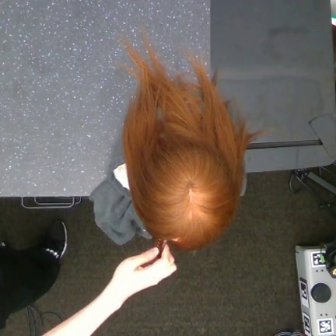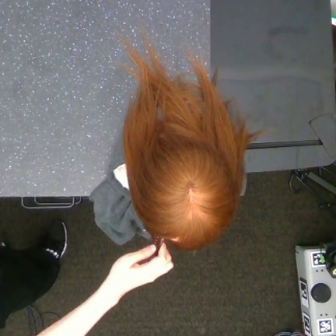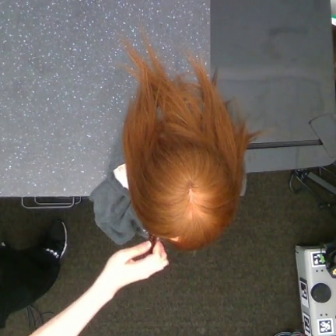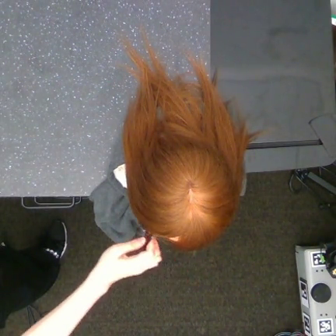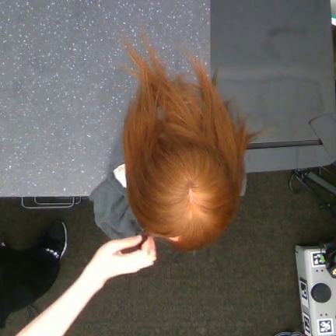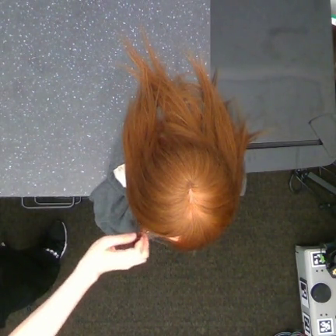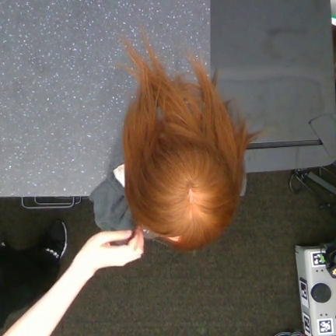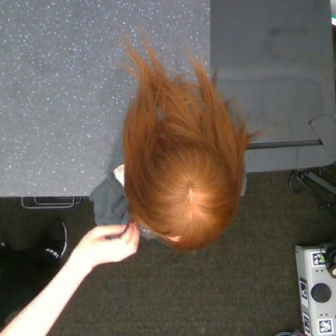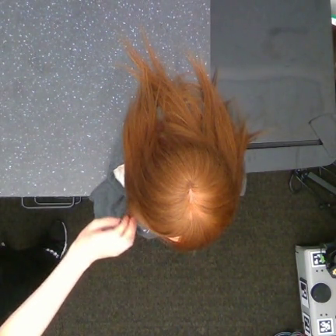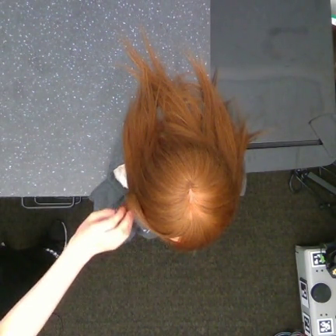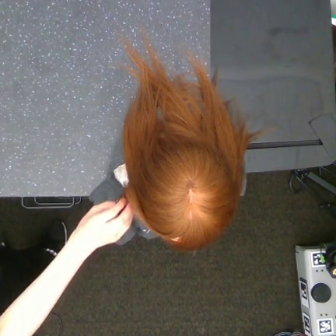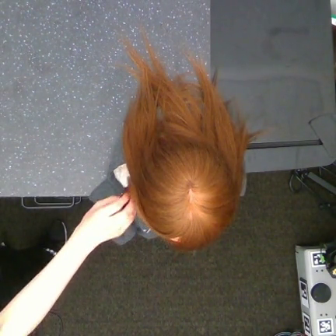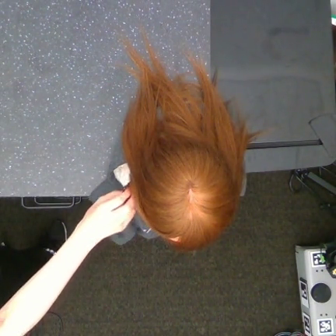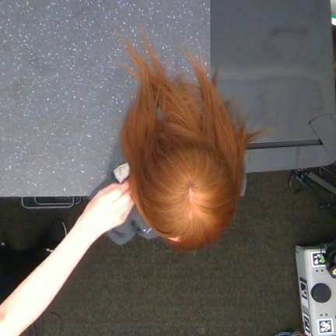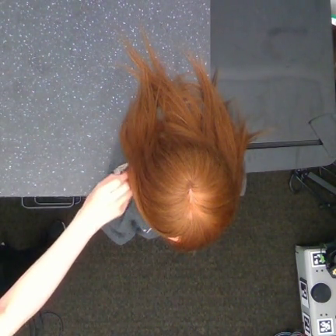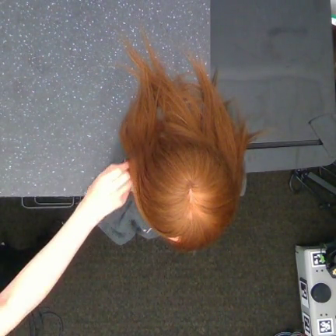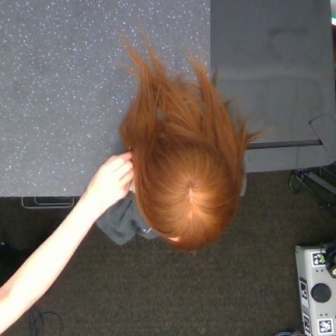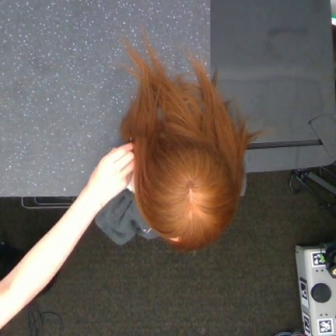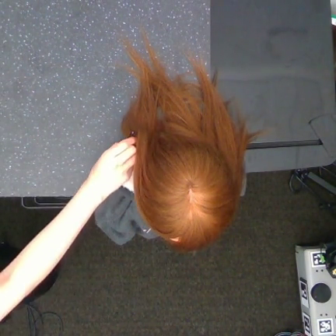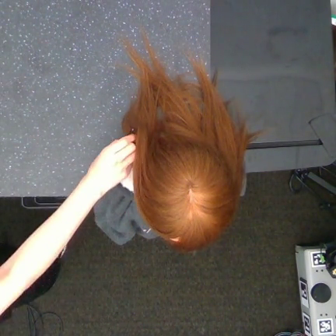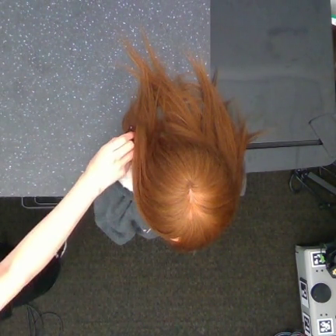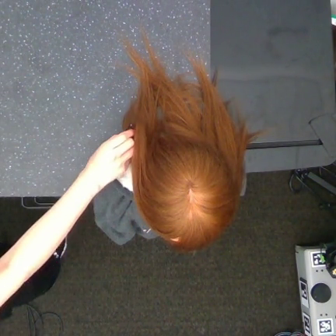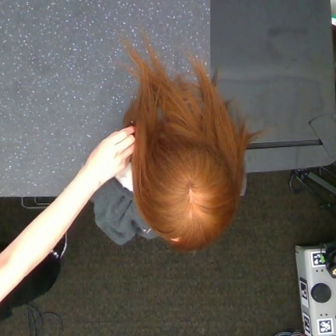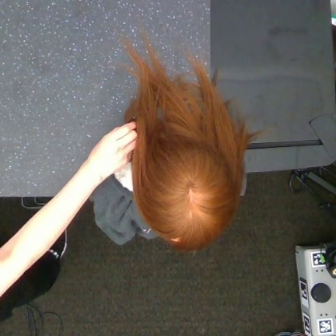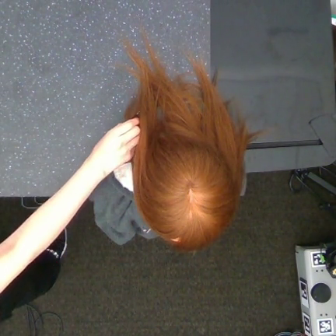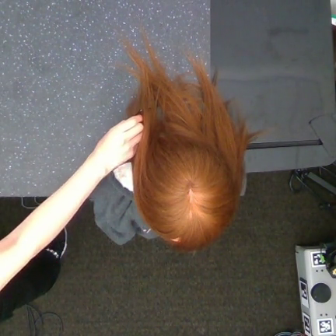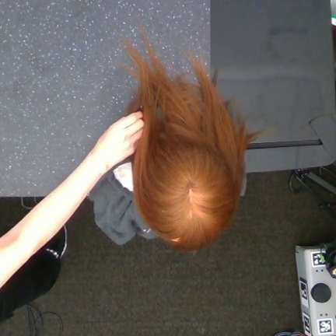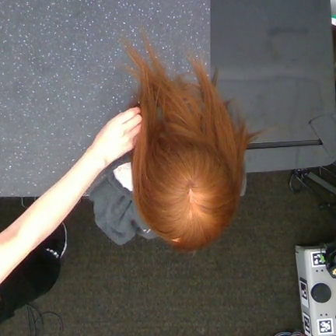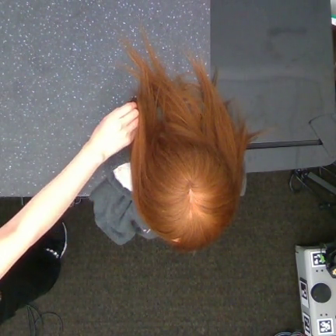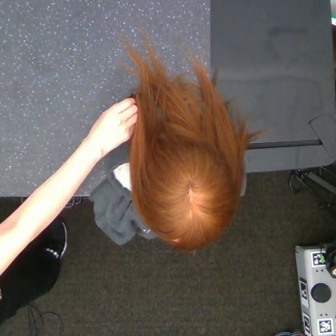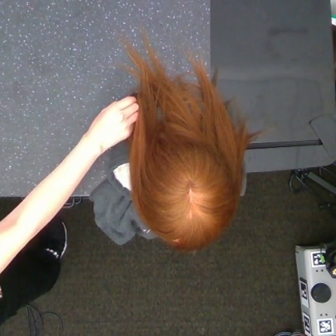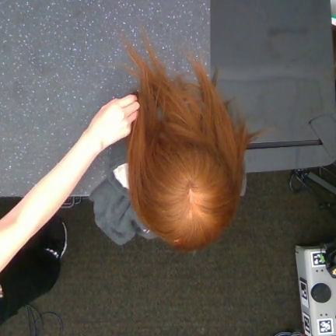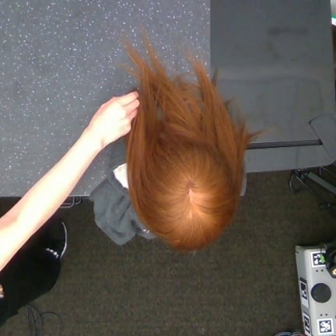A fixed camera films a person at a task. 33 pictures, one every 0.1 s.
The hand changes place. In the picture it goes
upward.
0.0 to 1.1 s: The hand goes upward and to the left.
1.1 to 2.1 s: The hand goes upward.
2.1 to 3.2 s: The hand goes upward.
Task: tidy front hair.
